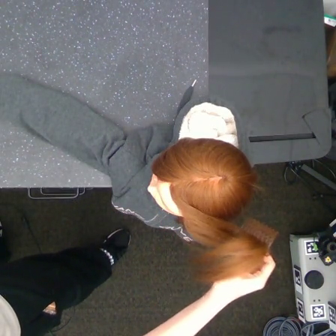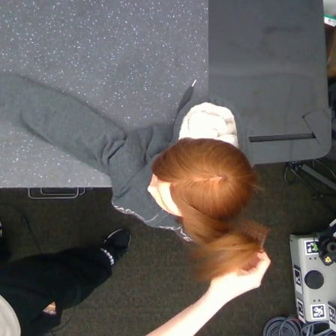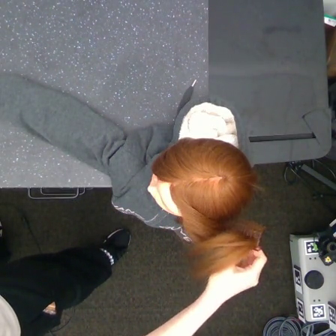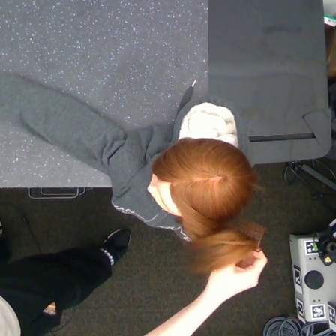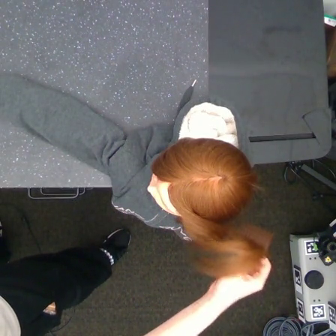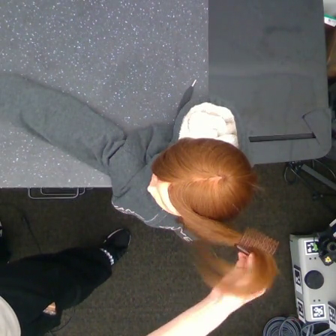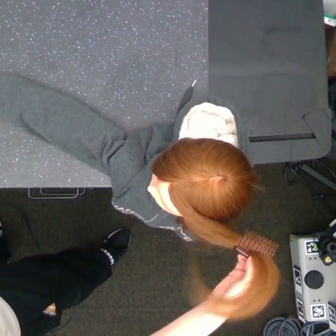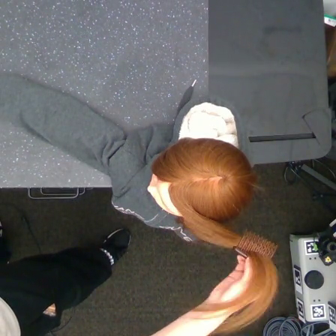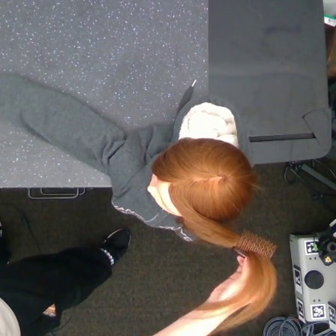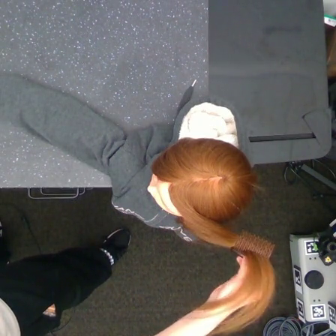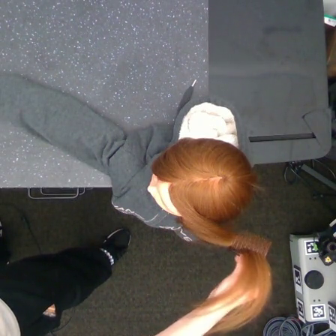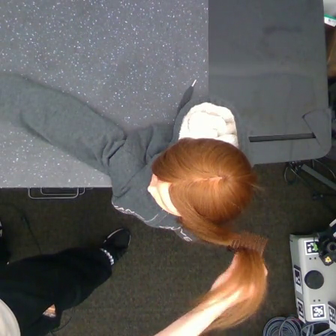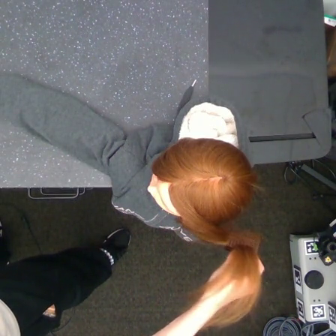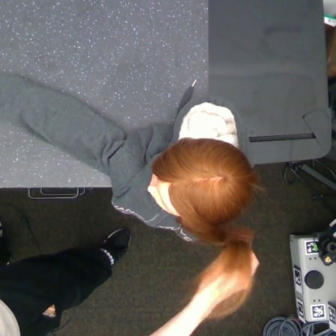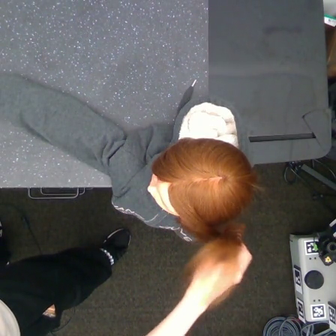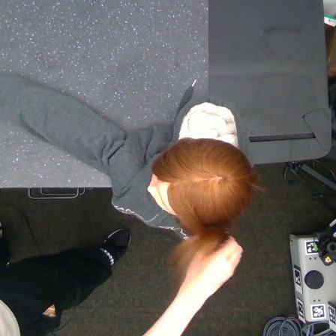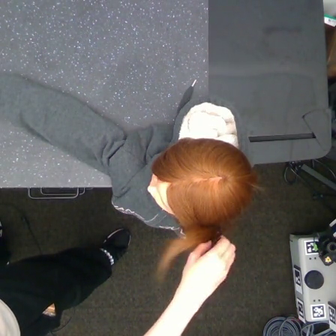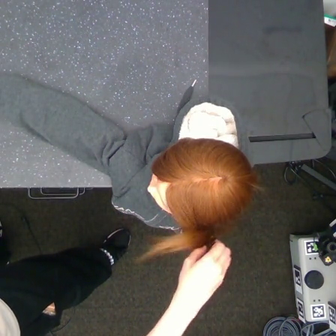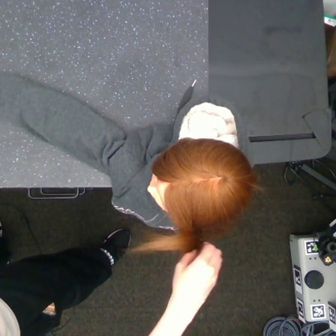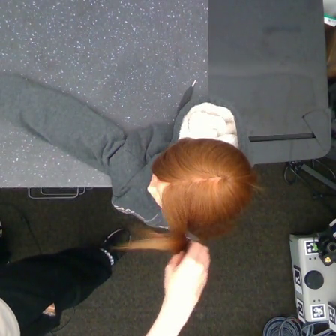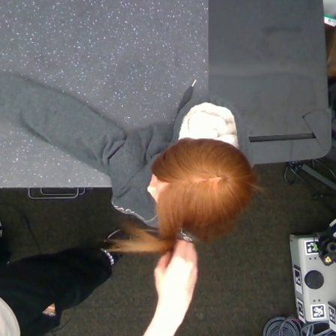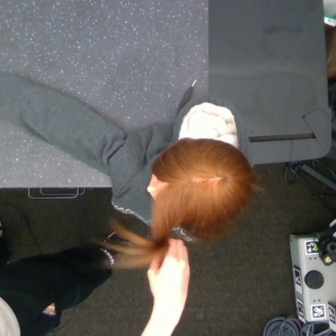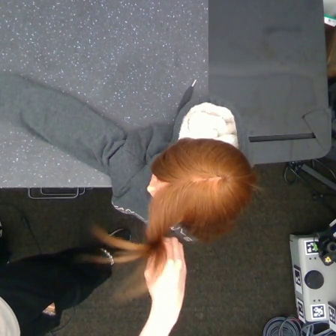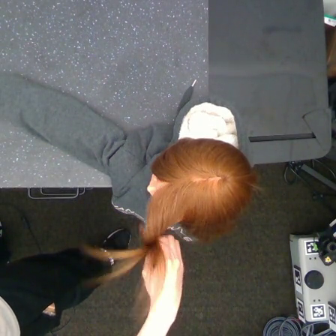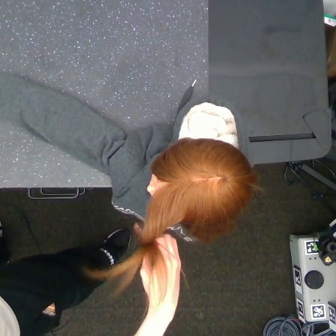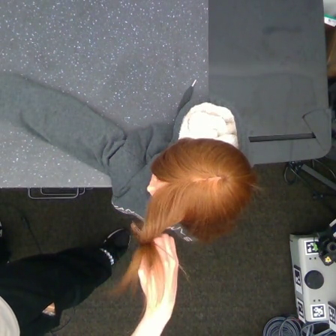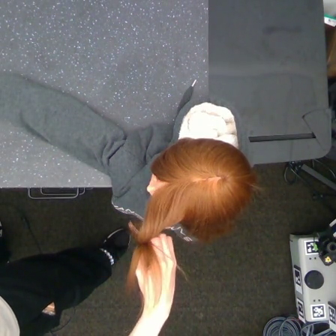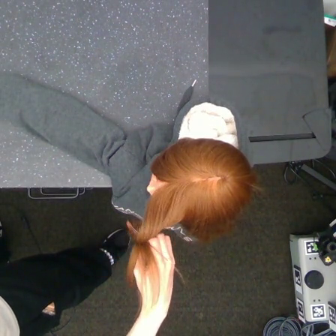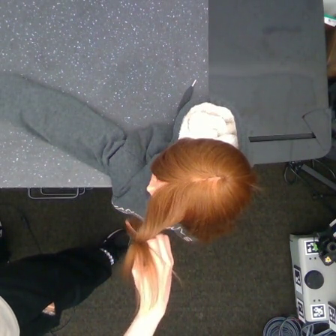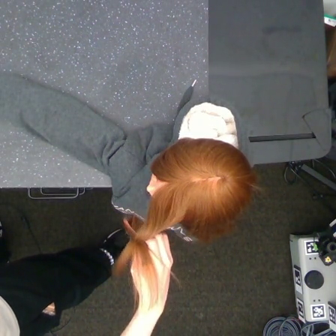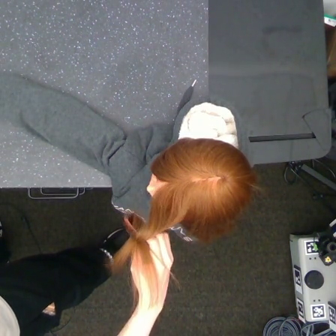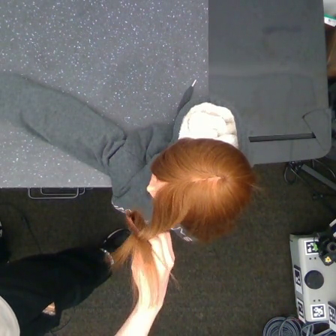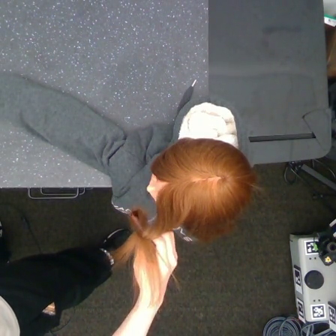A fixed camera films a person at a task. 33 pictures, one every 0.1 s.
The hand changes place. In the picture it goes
to the left.
0.0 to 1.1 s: The hand moves only a little.
1.1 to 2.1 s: The hand goes to the left.
2.1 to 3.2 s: The hand moves only a little.
Task: tidy side hair.
